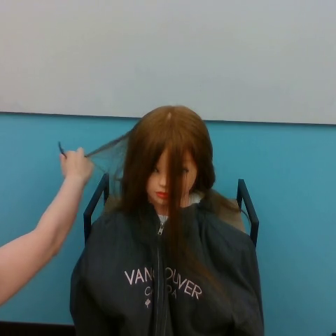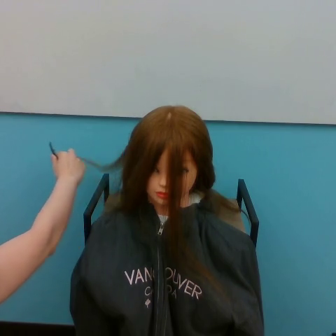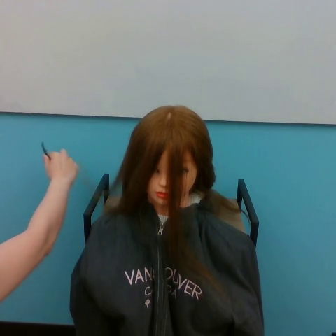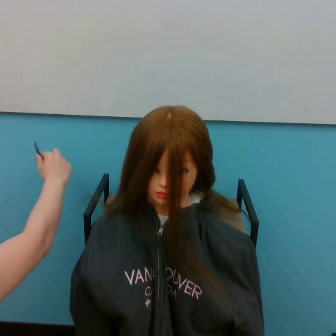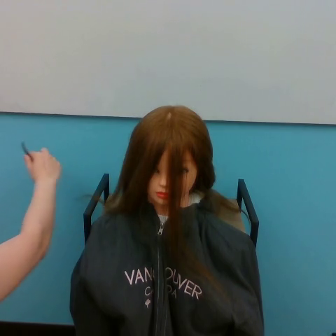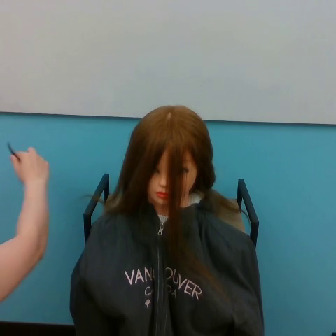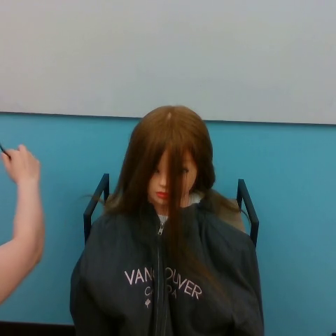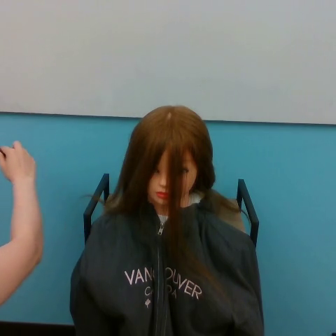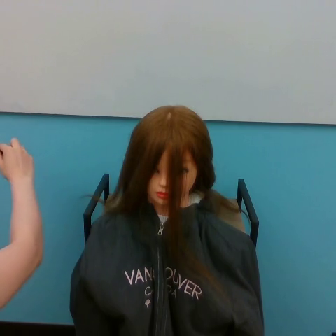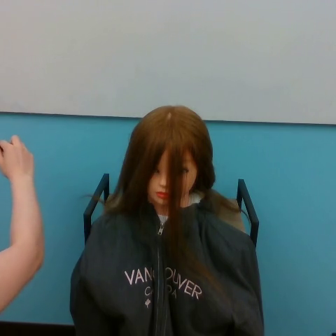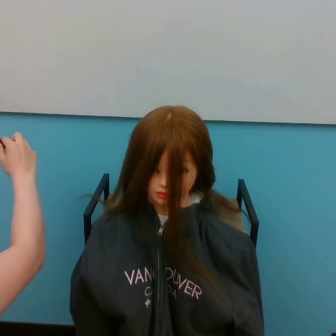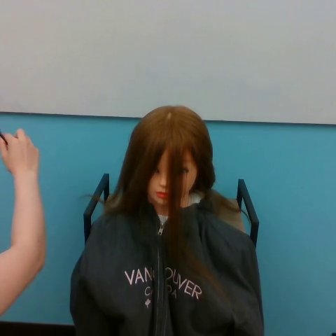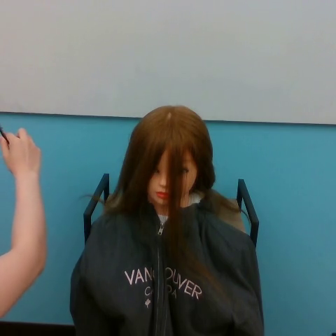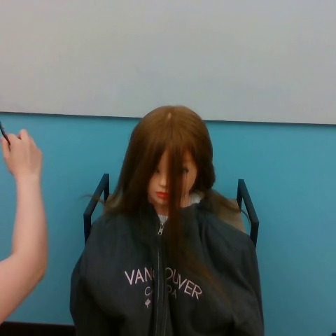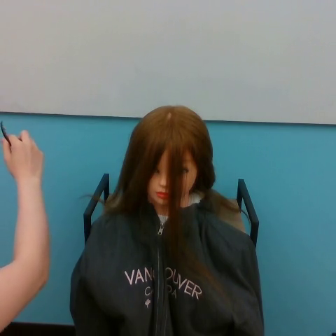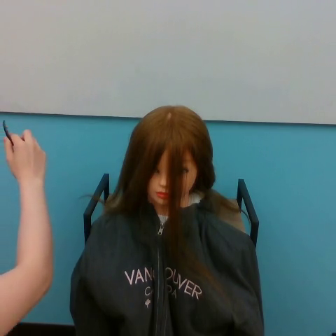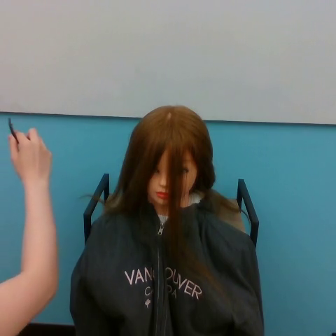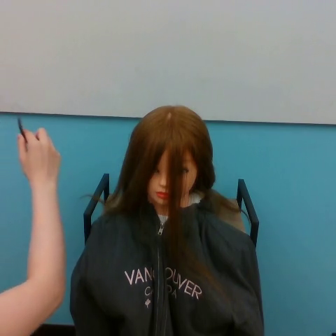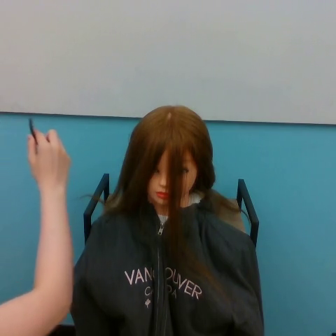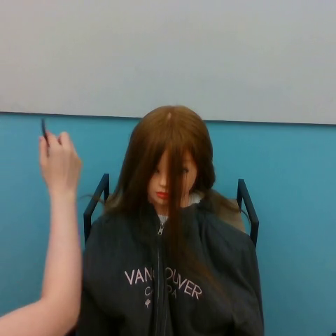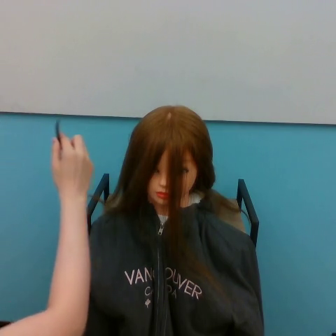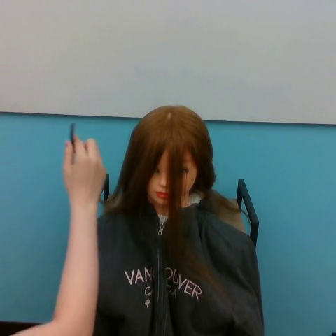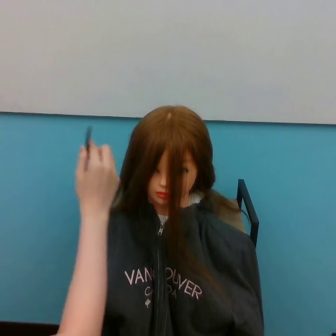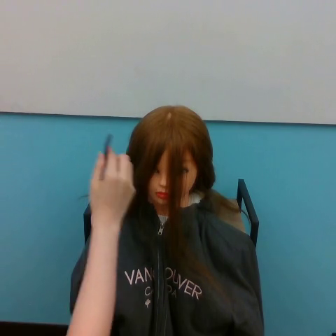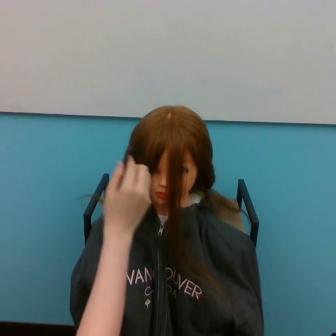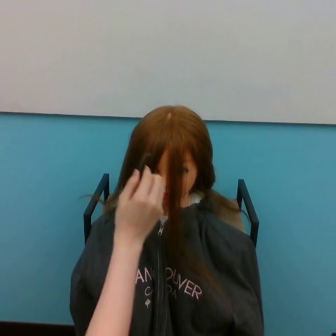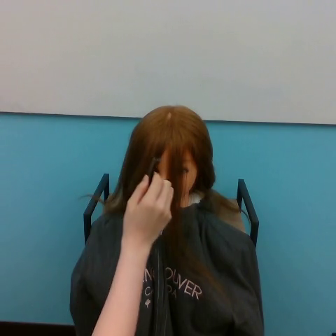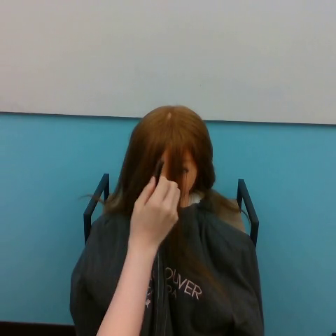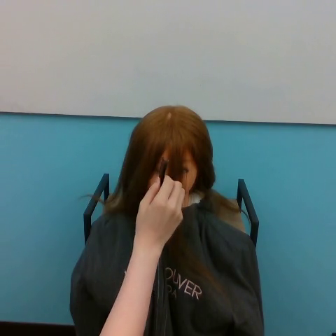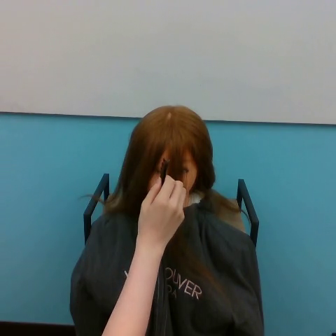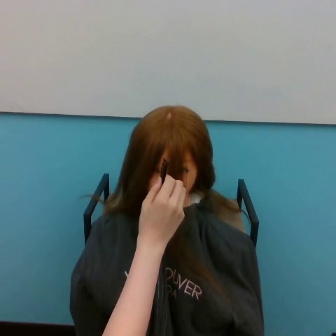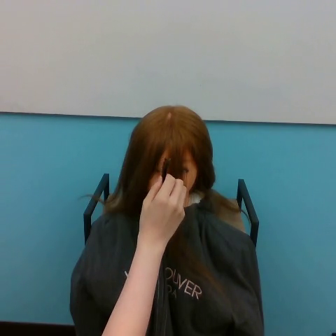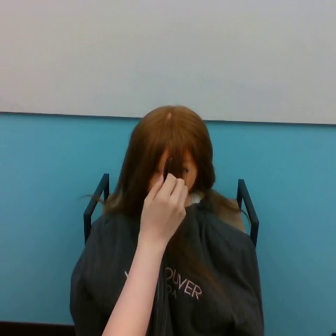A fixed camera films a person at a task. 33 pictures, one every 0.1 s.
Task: part hair.
0.0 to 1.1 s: The hand goes to the left.
1.1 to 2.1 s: The hand goes to the right.
2.1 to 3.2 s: The hand goes to the right and downward.
